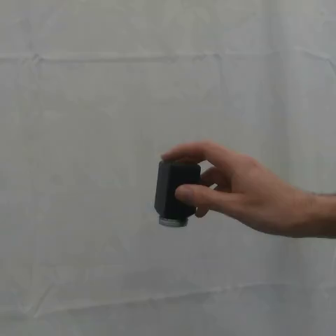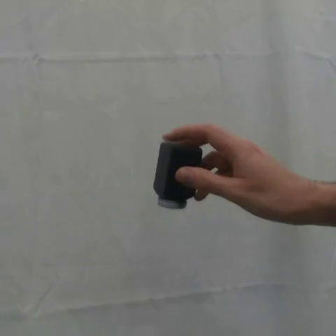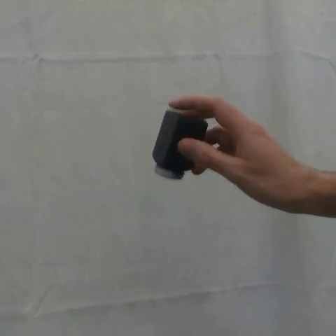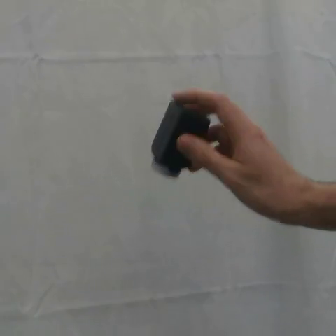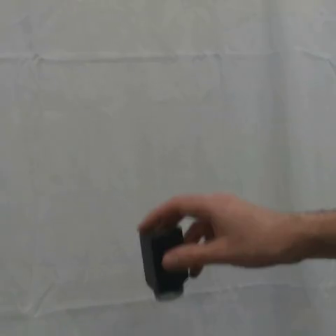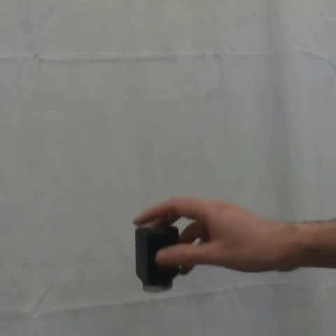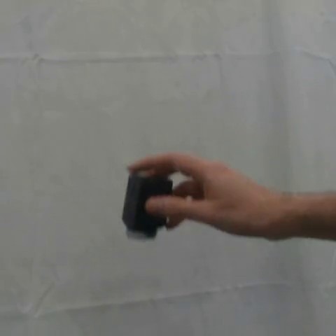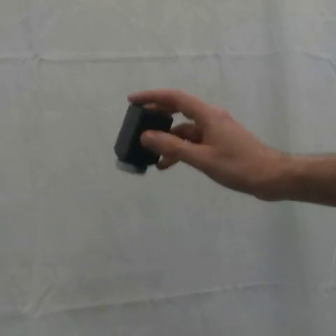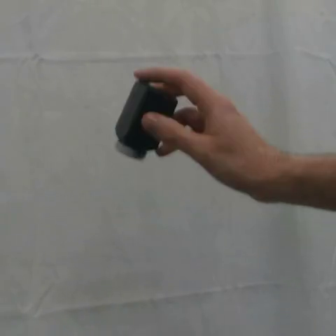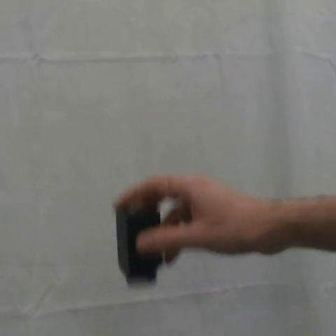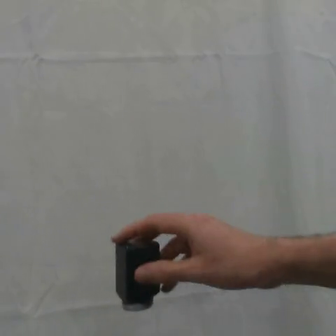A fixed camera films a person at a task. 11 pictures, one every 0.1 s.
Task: shake the salt shaker.
Motion: move up and down two times.
0.0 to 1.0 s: The hand goes downward and to the left.
